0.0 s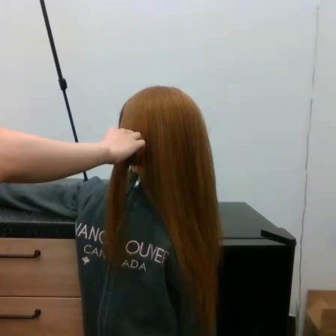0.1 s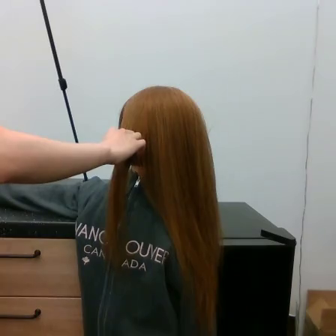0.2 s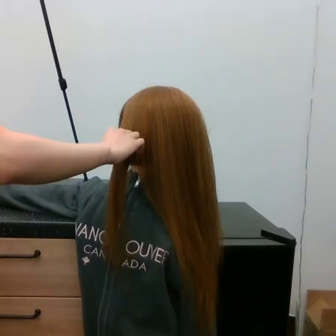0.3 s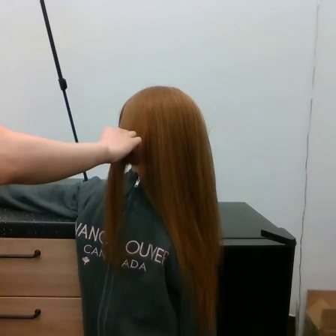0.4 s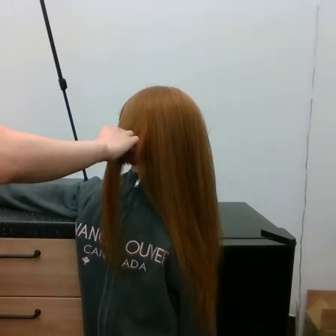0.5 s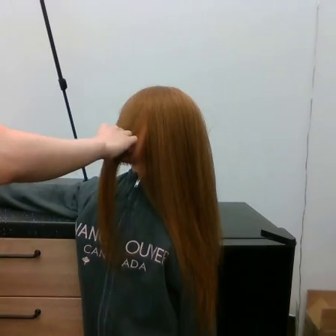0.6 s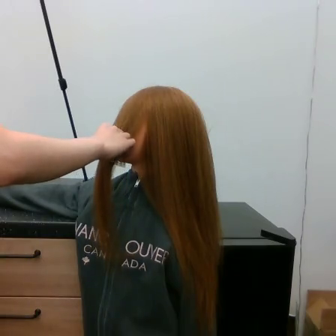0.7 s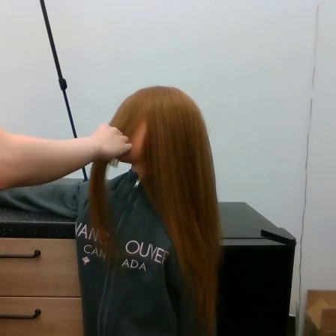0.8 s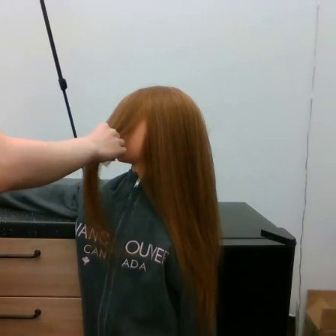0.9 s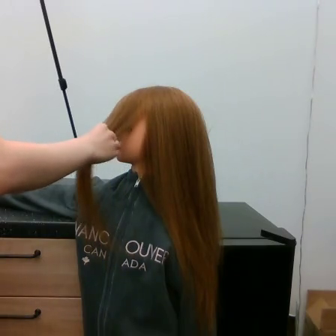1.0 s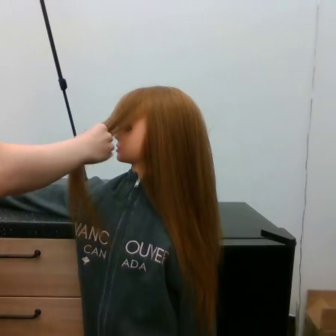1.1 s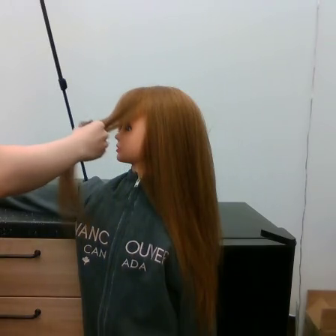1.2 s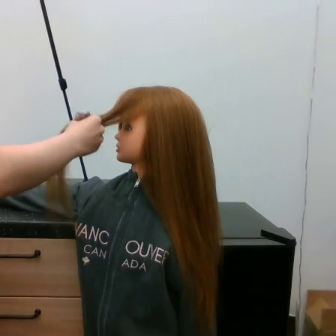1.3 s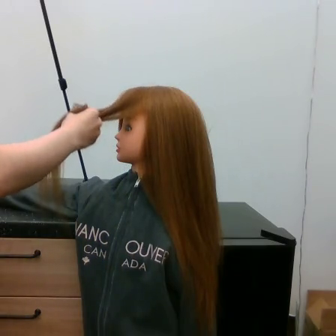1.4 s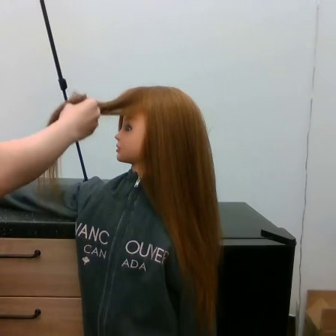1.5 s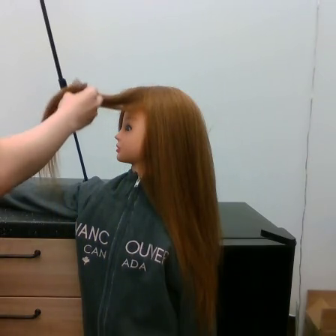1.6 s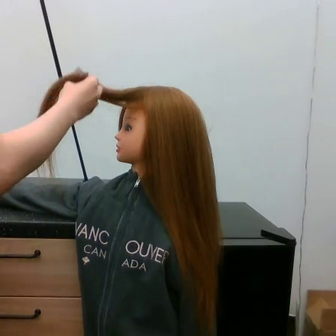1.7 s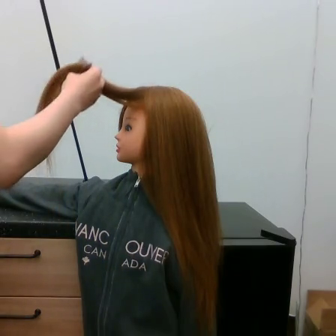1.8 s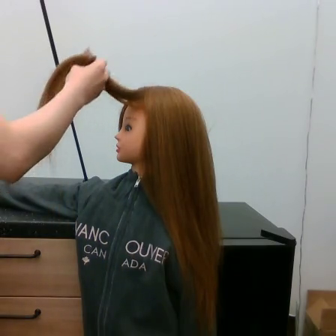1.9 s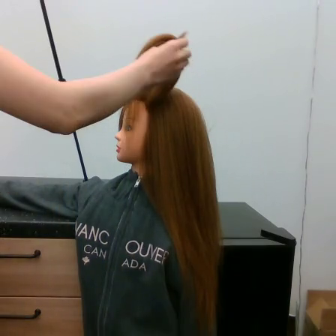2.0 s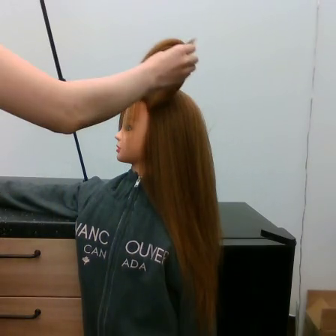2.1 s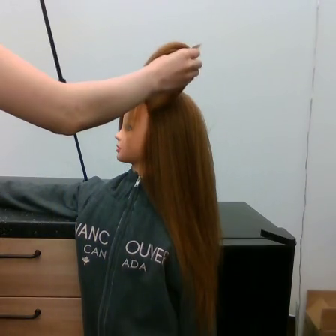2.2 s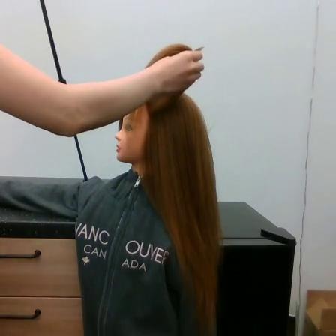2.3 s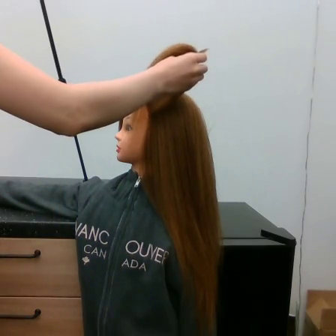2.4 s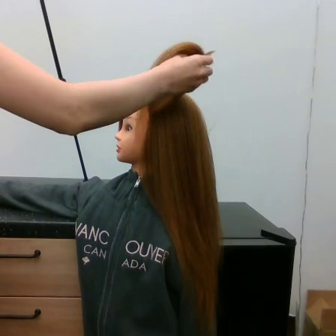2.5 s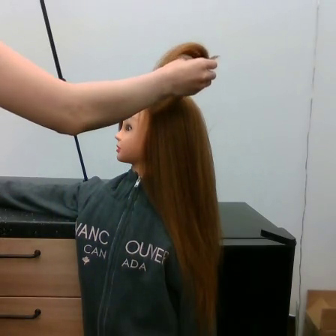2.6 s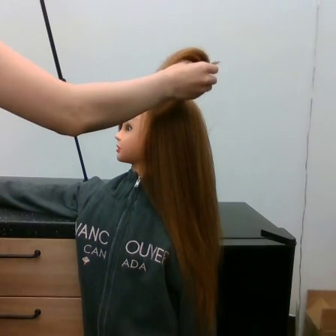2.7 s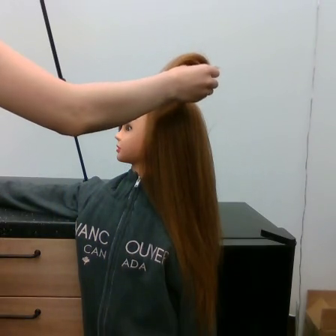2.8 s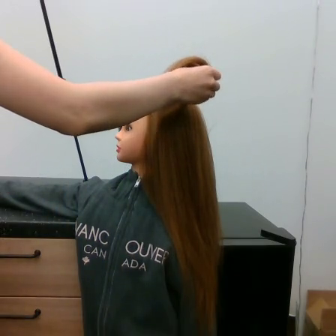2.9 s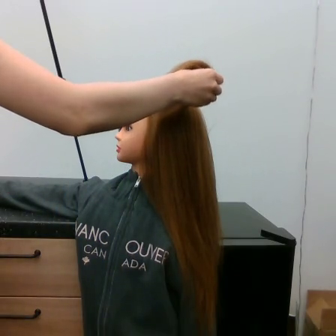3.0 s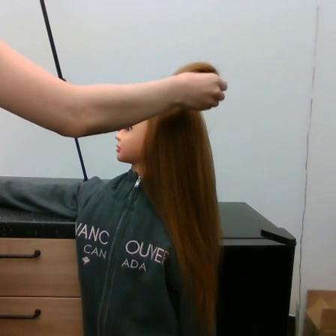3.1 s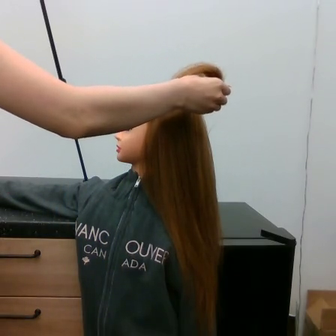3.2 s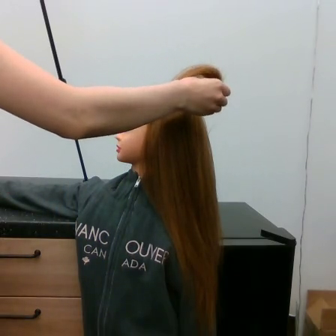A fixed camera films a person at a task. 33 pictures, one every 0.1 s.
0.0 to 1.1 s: The hand goes to the left.
1.1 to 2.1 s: The hand goes upward and to the right.
2.1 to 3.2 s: The hand goes downward and to the right.
Task: tidy side hair.
